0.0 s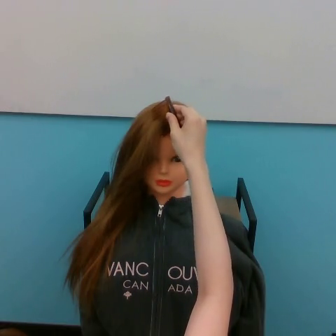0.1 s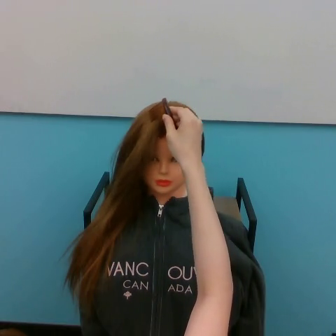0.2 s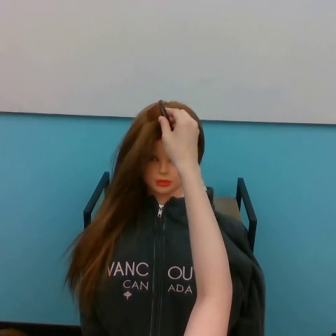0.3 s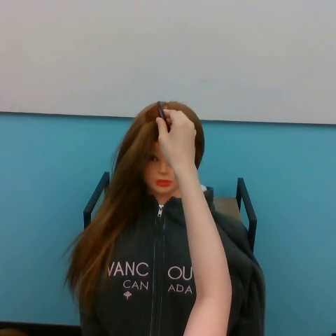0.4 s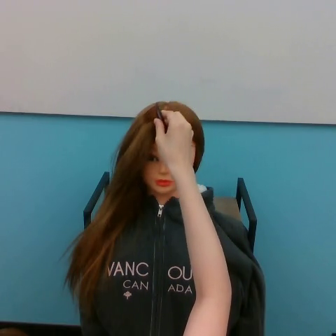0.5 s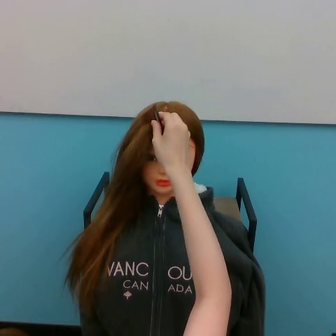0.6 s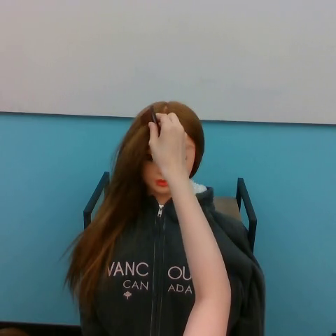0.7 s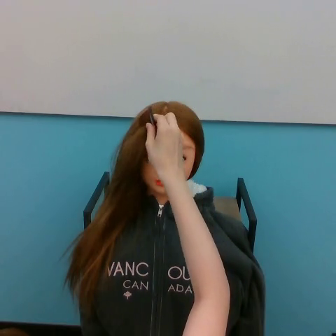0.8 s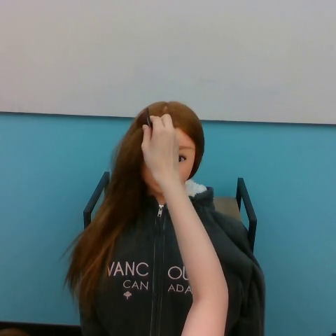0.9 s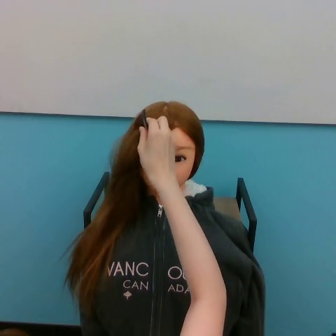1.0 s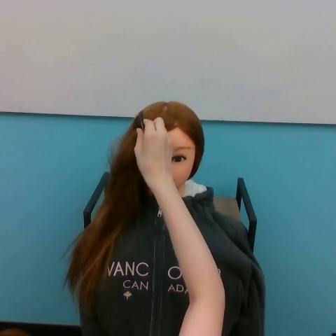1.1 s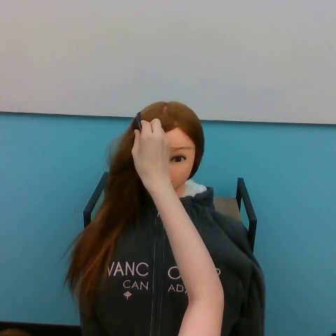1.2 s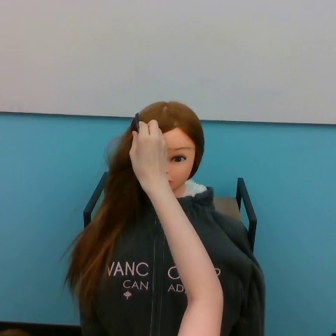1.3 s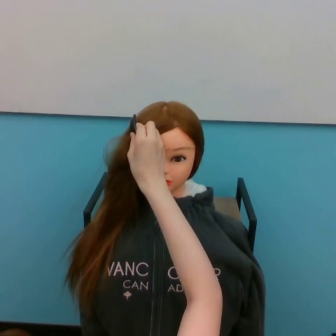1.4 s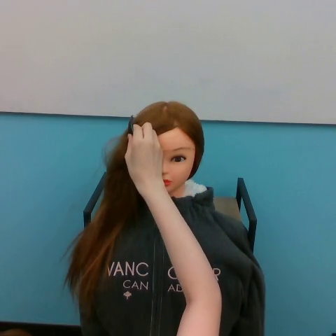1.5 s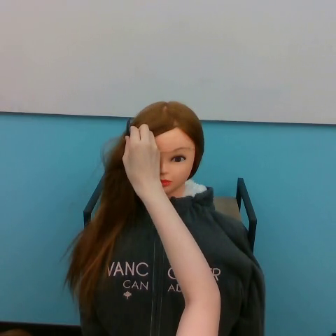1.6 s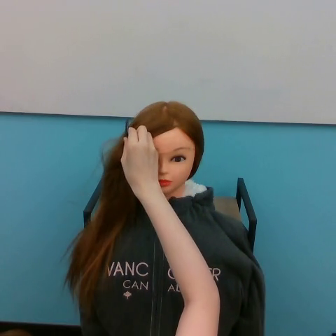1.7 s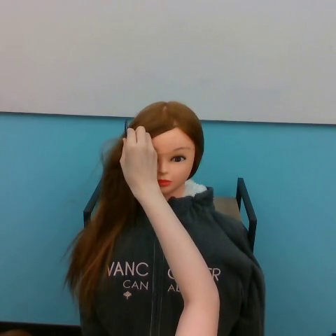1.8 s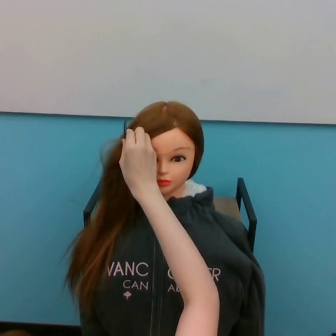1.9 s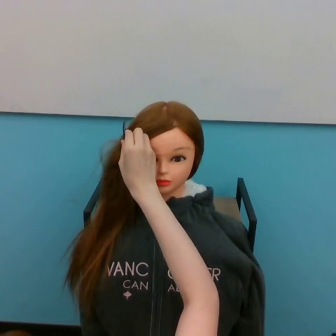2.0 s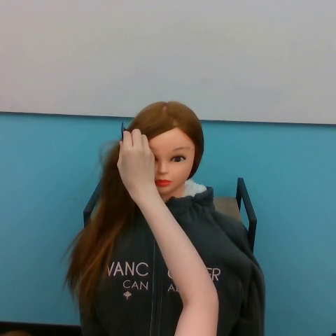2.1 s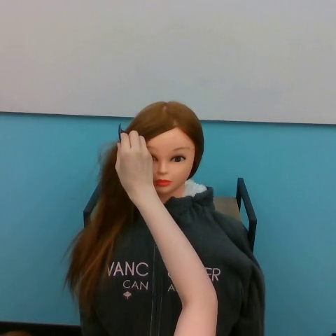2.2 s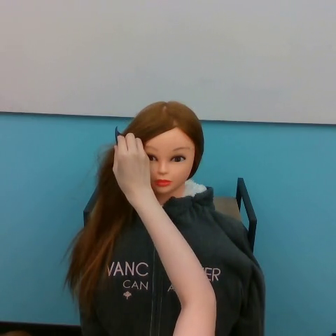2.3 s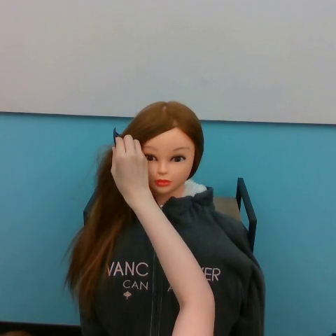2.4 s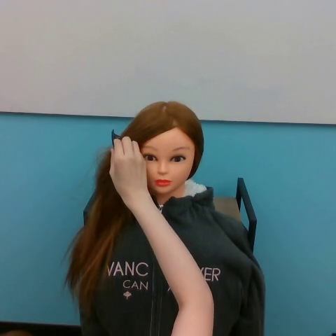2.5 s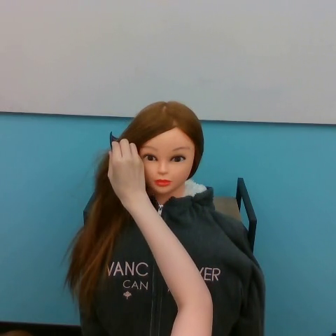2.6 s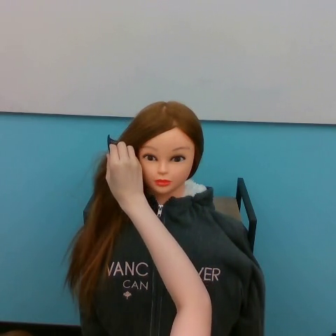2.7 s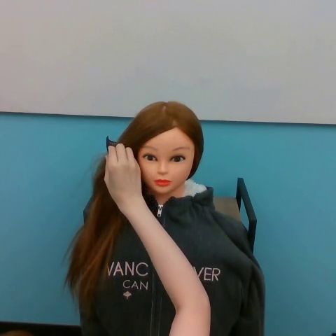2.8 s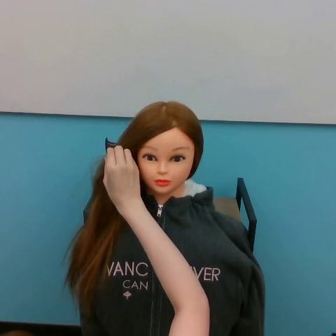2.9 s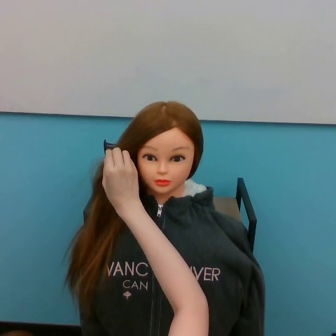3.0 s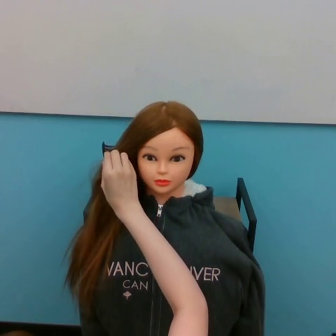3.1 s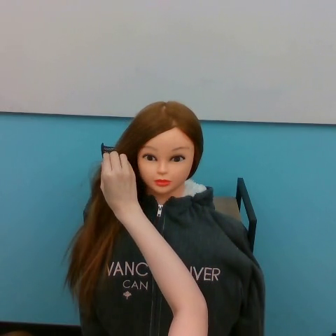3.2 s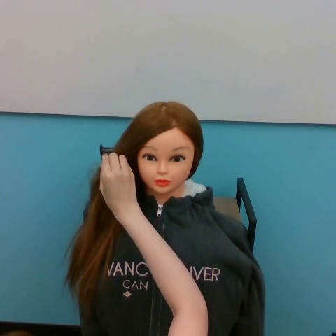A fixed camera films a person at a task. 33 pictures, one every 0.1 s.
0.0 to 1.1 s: The hand goes to the left and downward.
1.1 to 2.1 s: The hand goes to the left.
2.1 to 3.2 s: The hand goes downward and to the left.
Task: brush hair.
